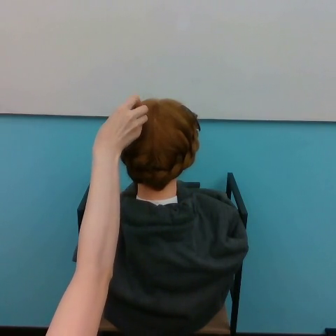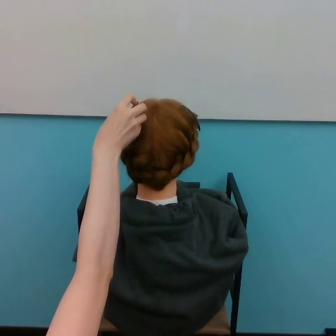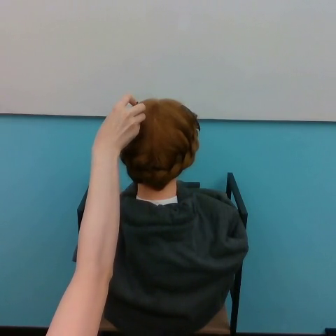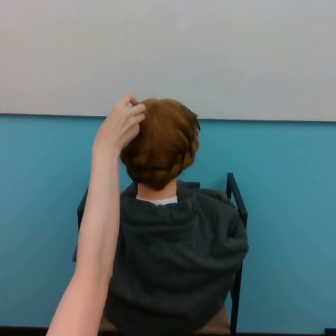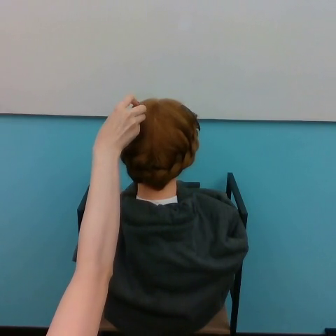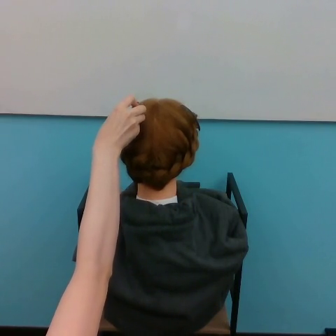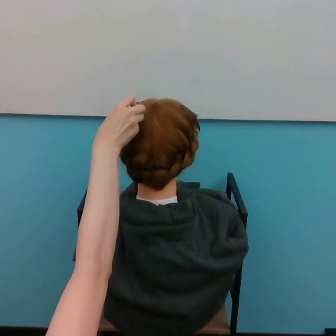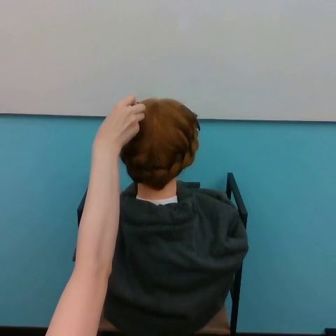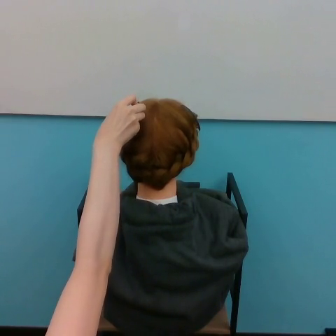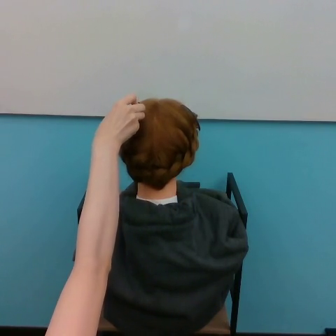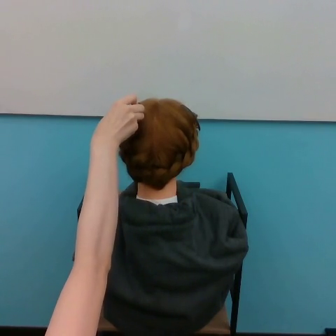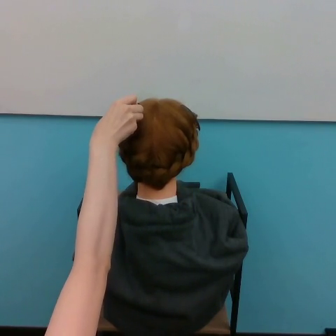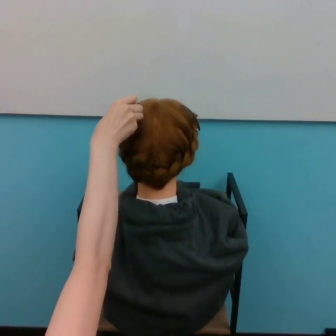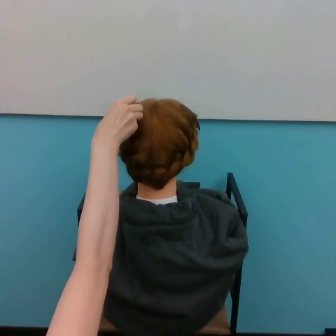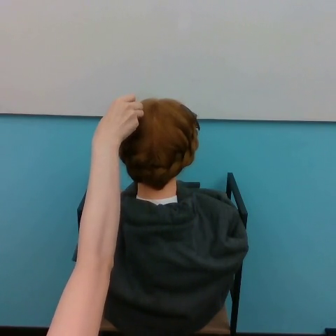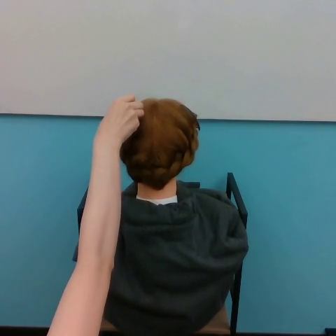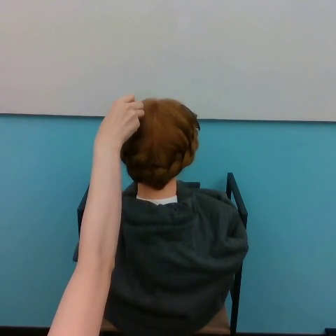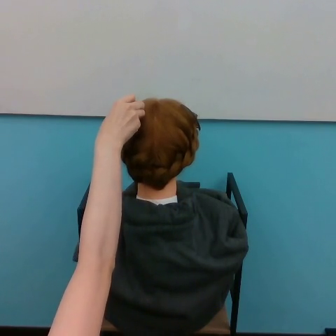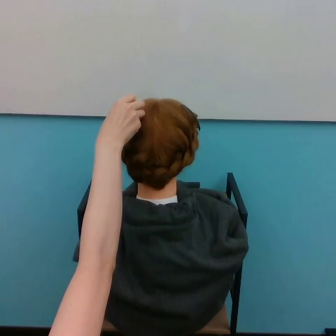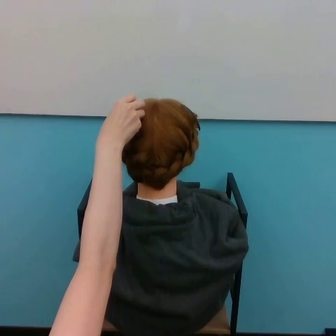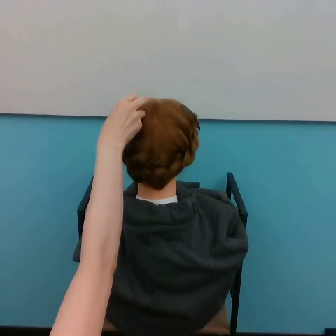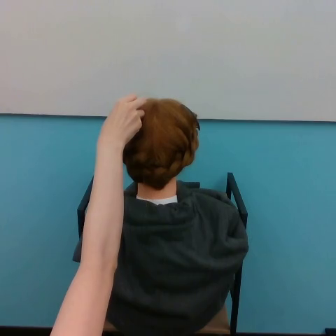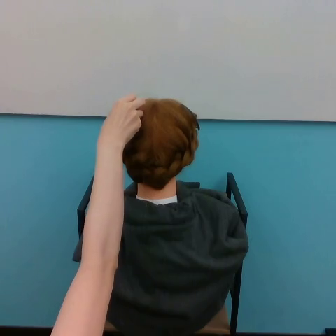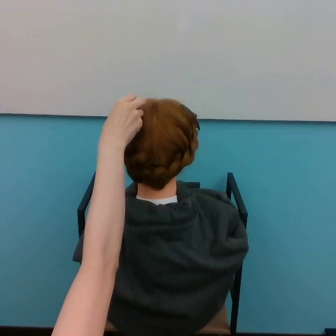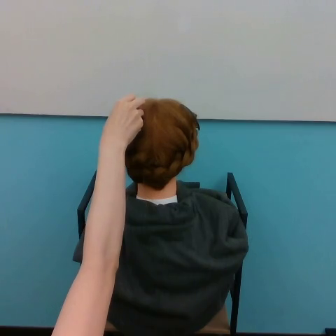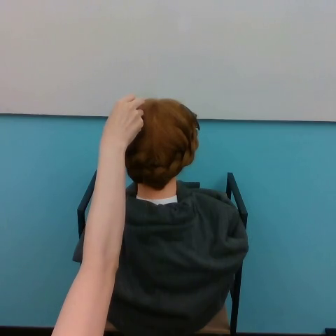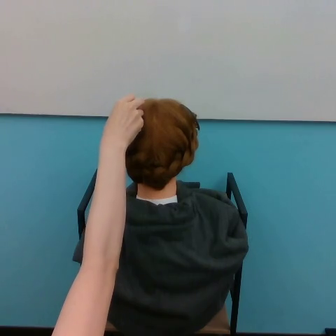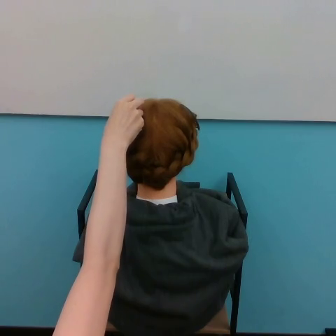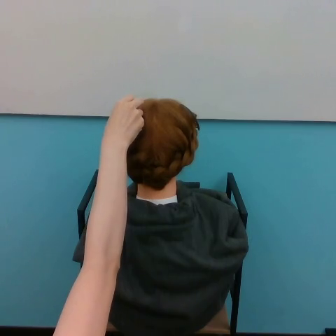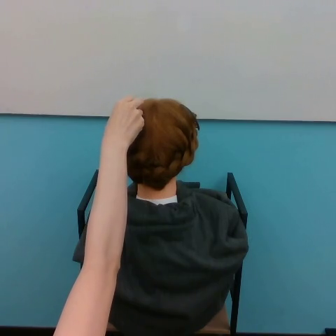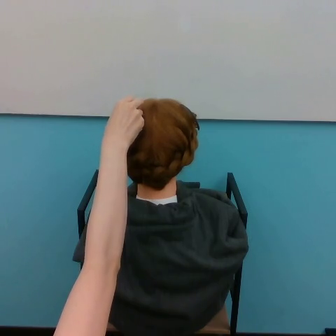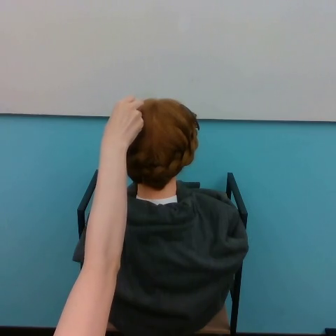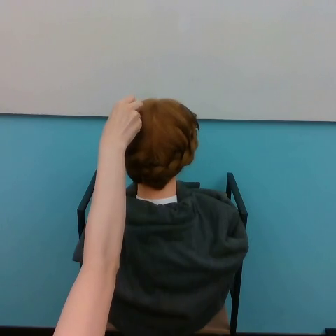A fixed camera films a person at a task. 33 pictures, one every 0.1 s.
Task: style hair.
0.0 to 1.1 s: The hand stays where it is.
1.1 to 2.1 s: The hand moves only a little.
2.1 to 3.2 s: The hand stays where it is.
